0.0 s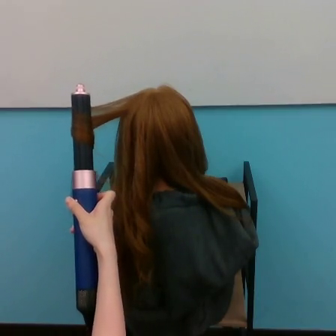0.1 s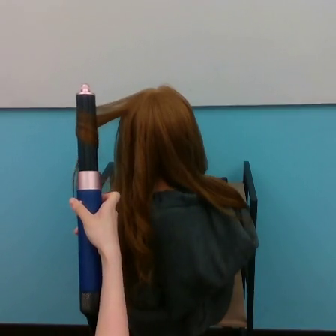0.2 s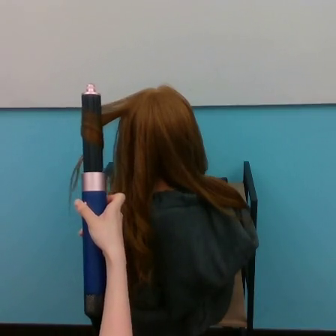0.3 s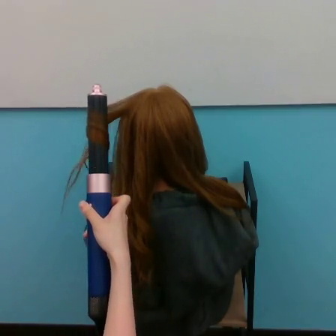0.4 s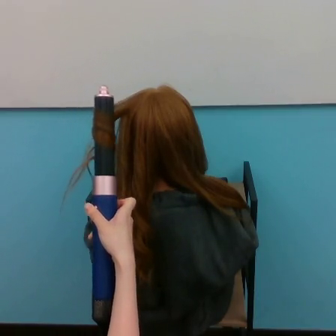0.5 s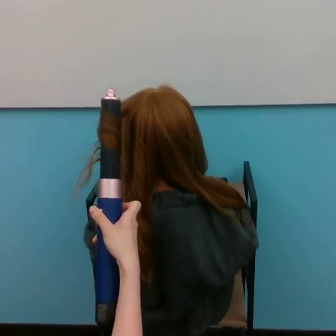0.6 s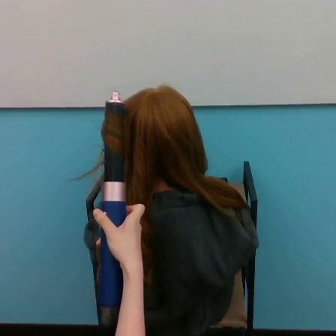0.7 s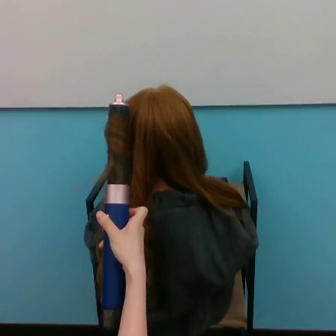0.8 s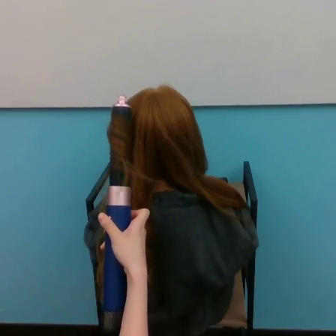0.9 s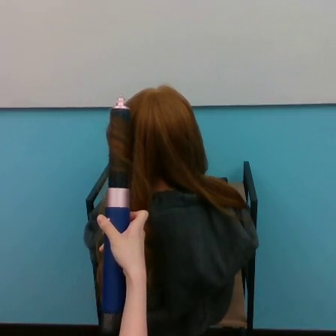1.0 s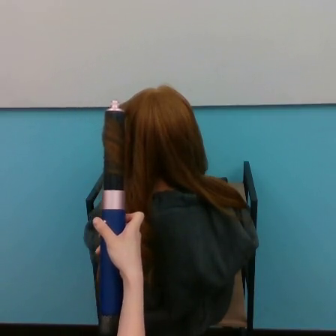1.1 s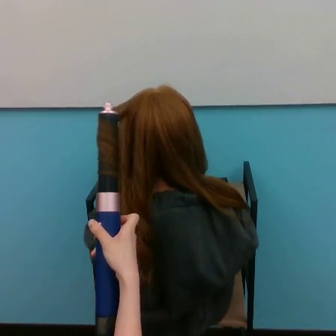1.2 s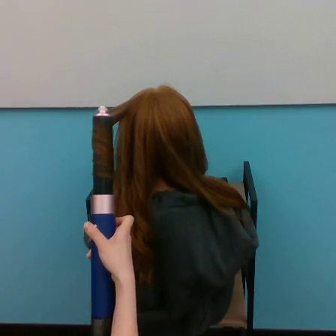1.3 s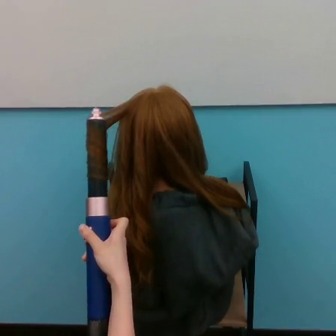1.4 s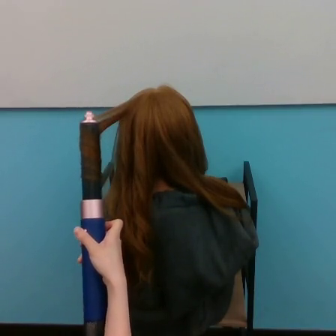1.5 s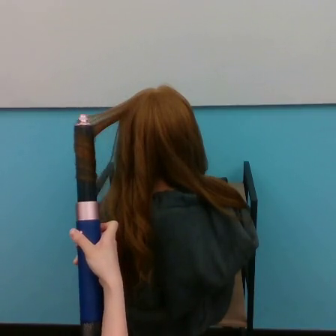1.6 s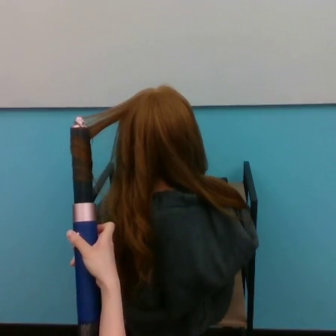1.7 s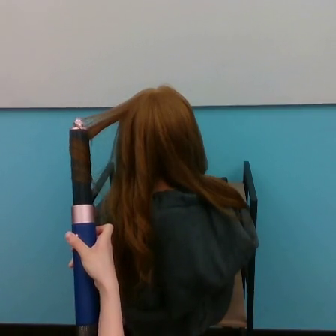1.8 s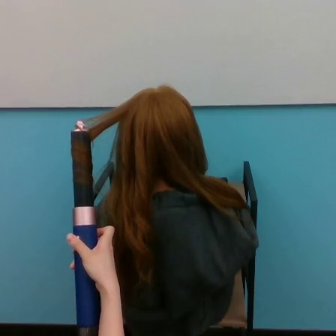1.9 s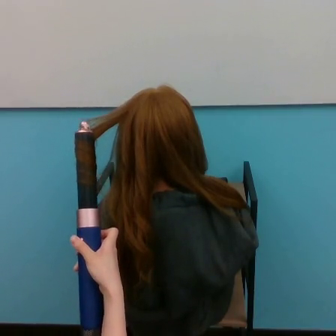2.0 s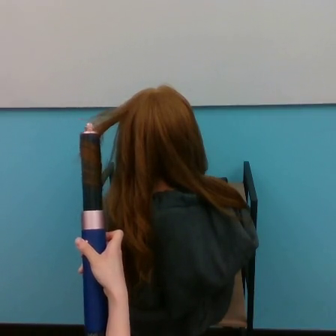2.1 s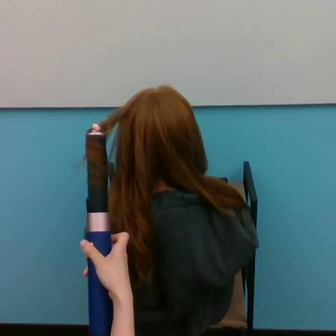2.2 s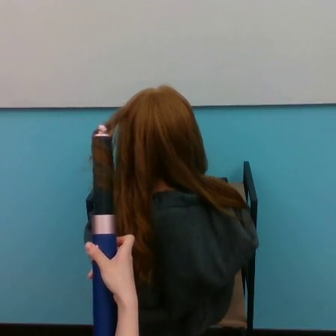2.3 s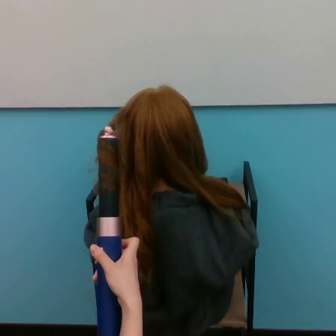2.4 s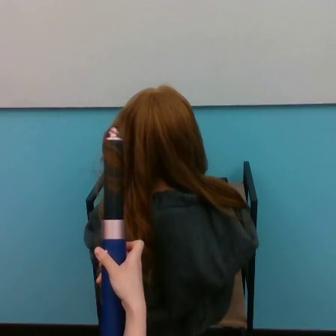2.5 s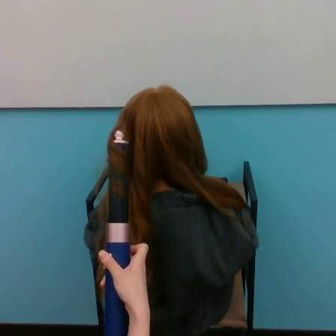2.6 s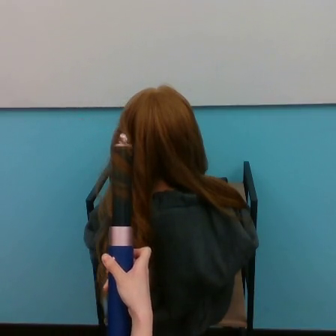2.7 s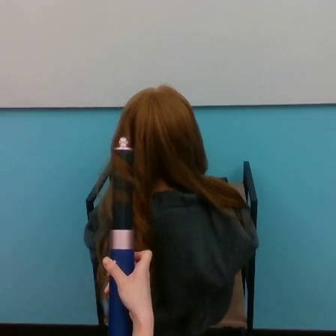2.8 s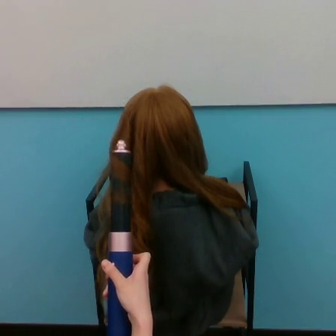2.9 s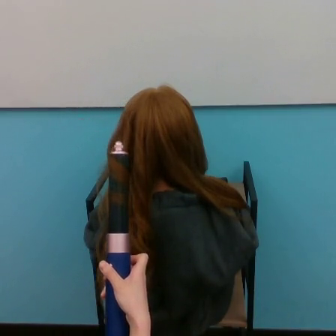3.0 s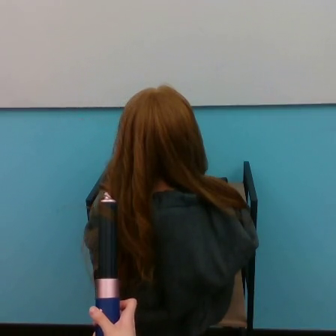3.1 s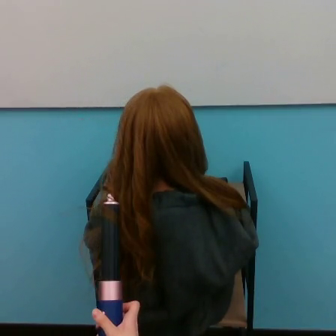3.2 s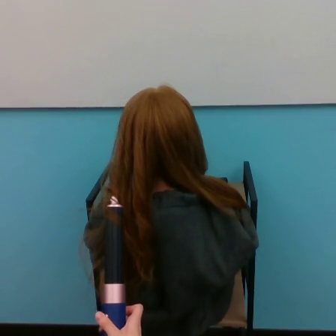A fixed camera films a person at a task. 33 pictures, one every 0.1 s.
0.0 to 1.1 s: The hand goes to the right and downward, on a clockwise arc.
1.1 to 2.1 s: The hand goes to the left and downward, then to the right.
2.1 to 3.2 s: The hand goes to the right and downward.
Task: curl hair.
